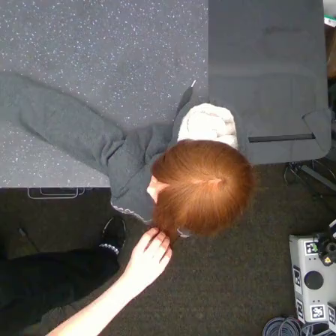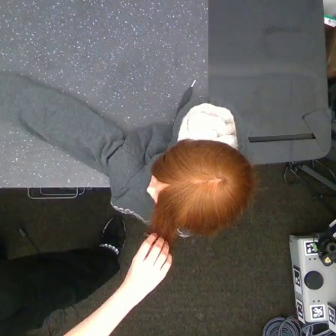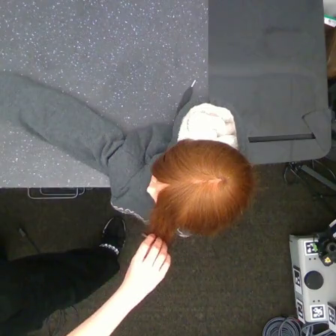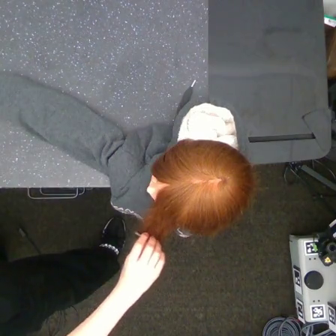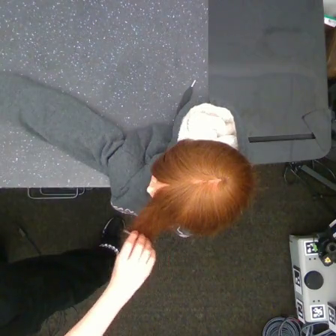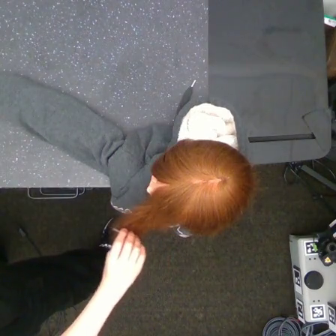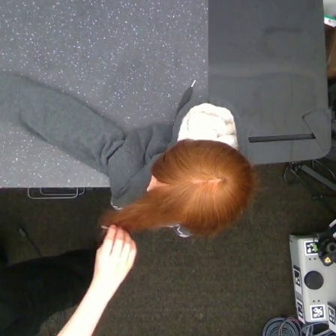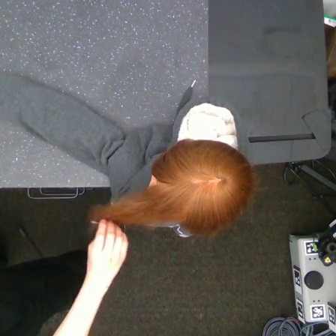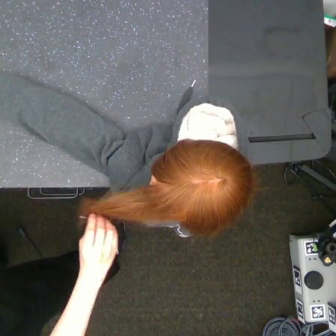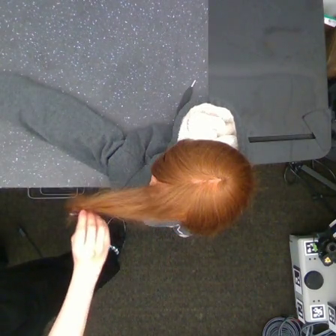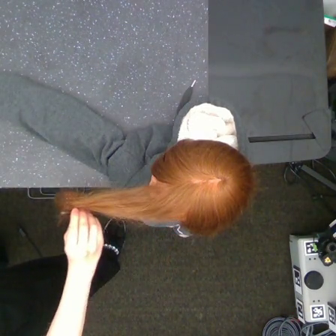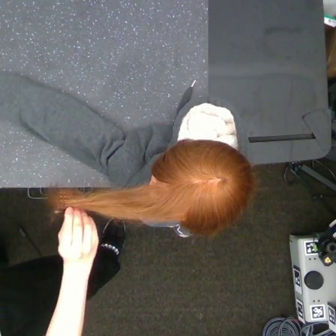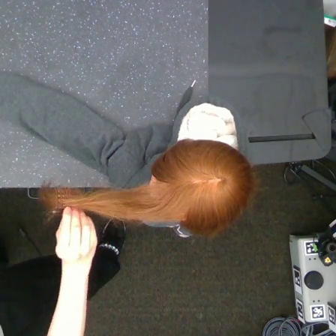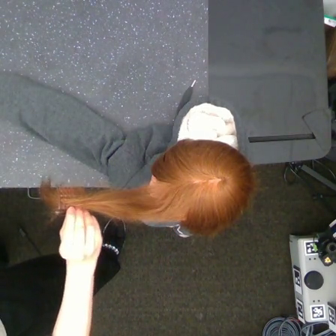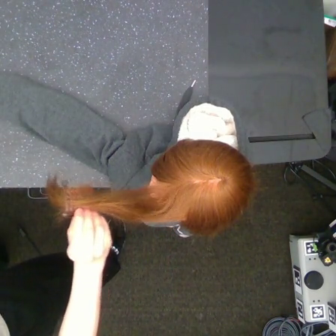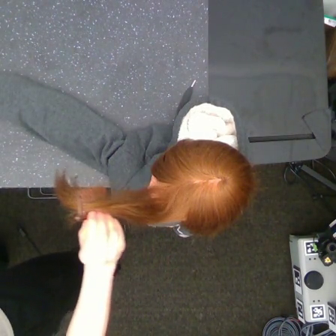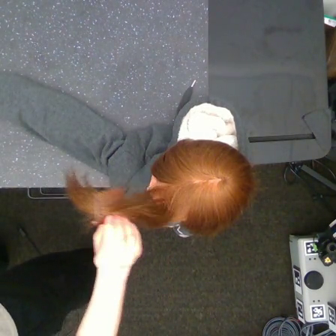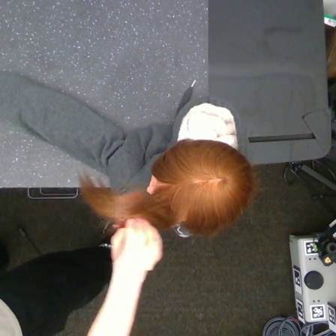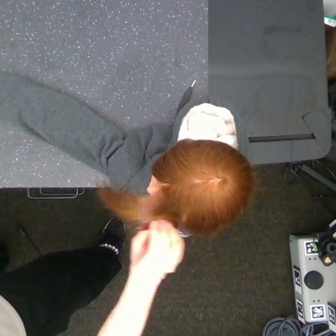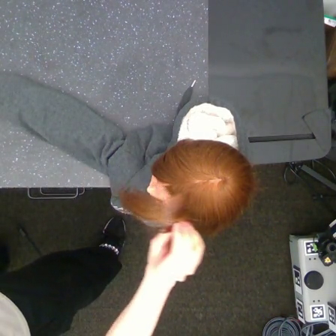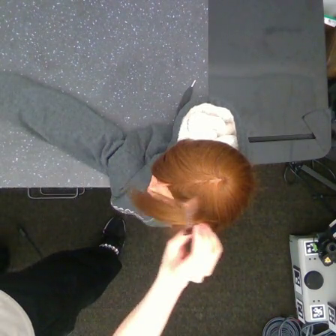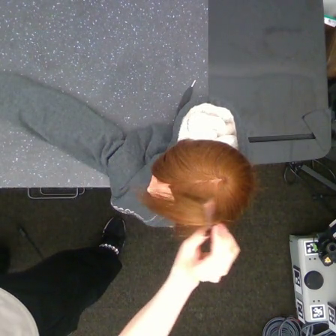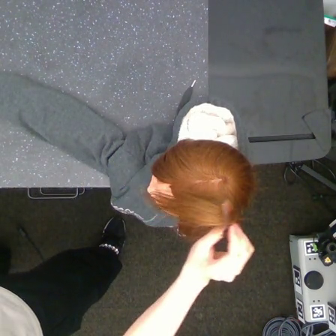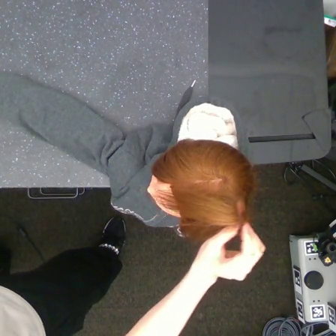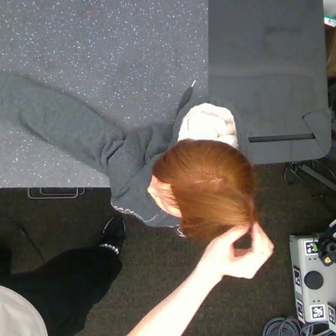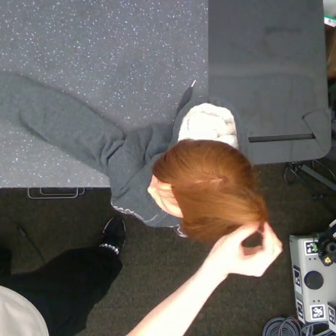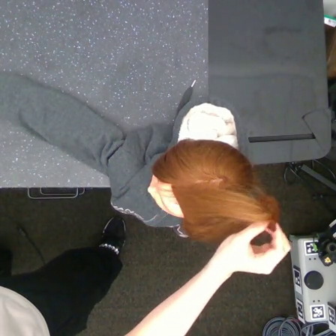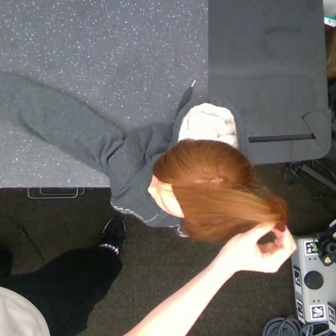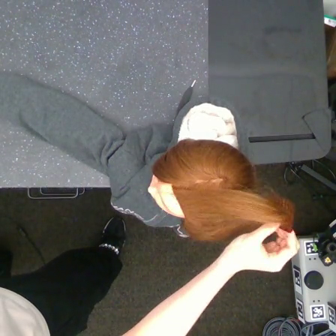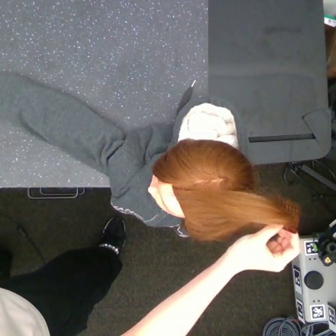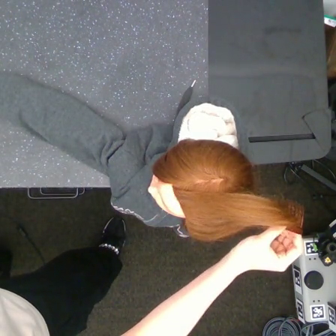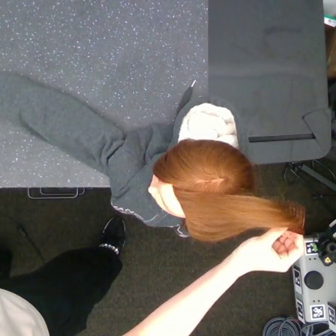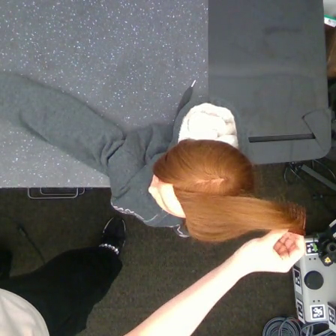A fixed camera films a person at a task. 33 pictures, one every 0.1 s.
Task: tidy side hair.
0.0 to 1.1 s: The hand goes to the left.
1.1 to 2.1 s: The hand goes to the right.
2.1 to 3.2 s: The hand goes to the right.
